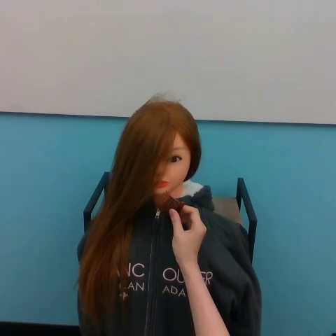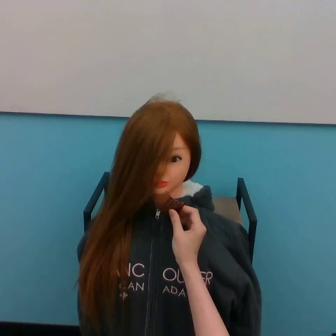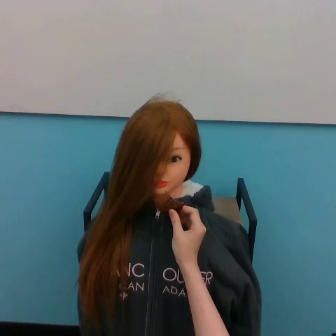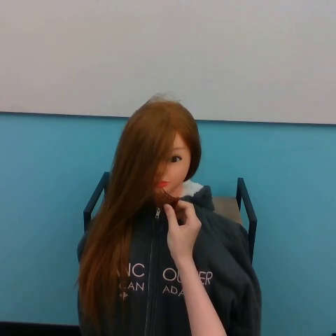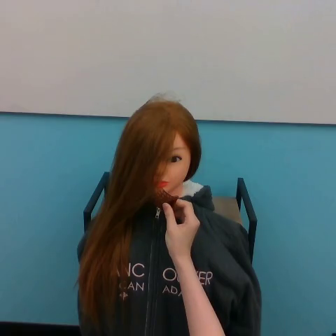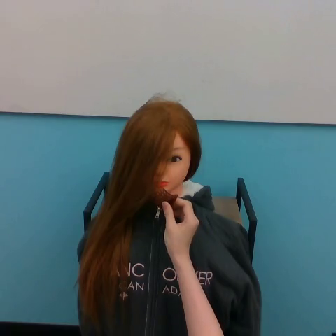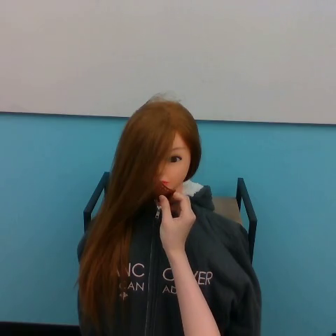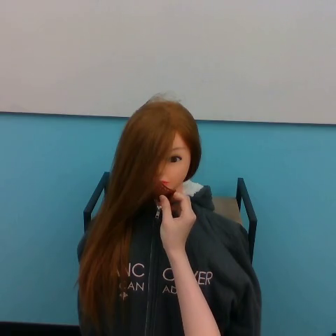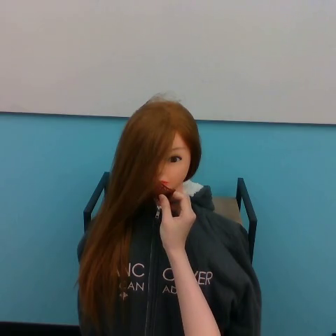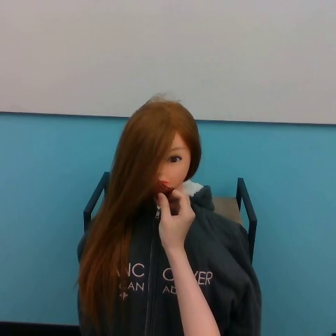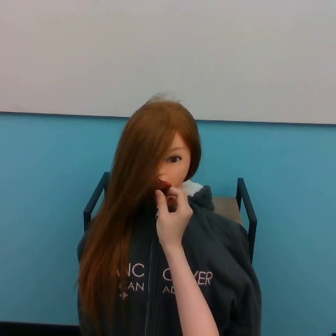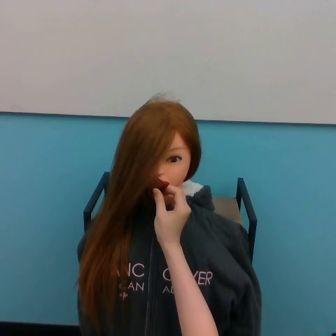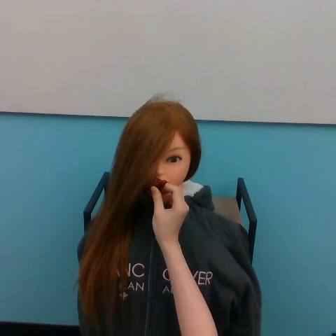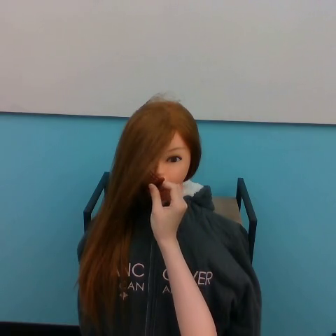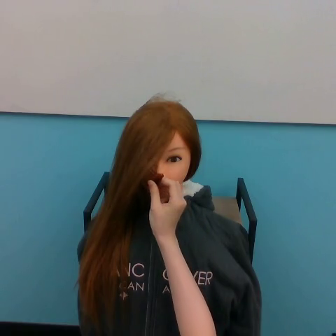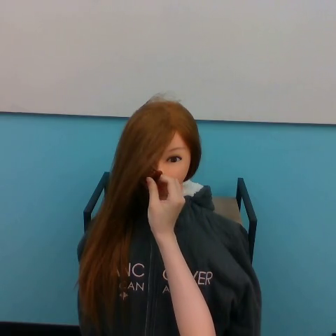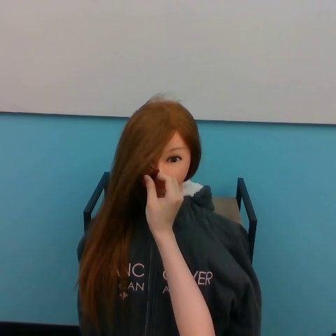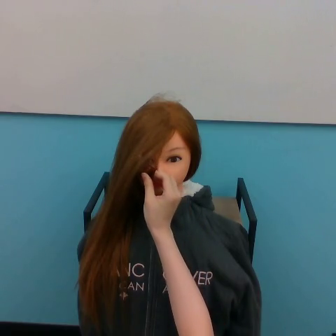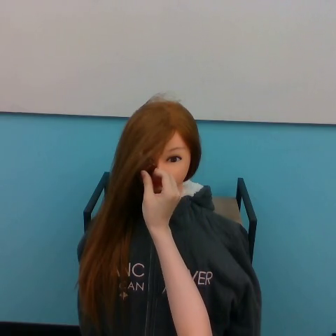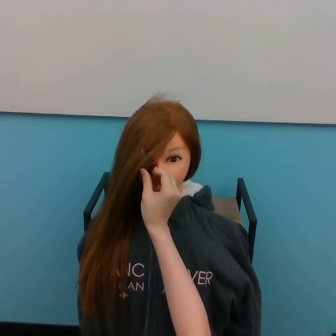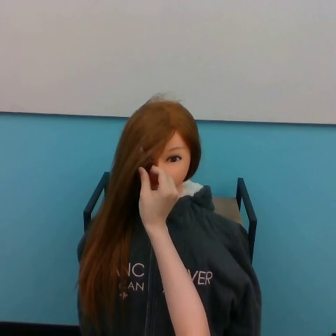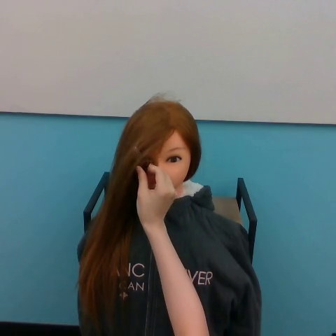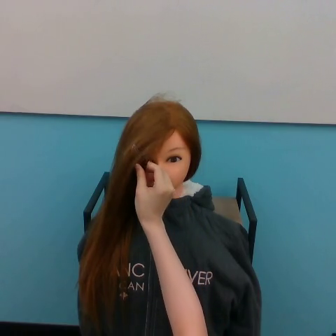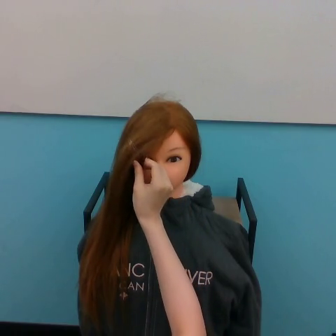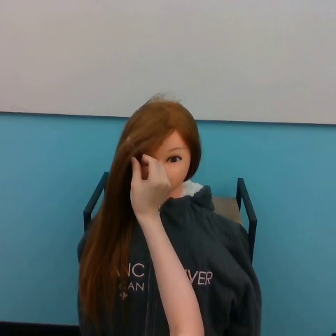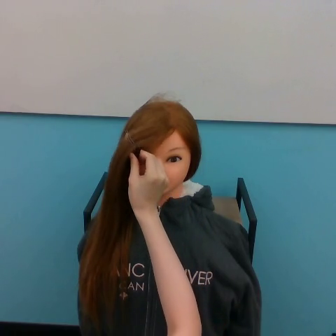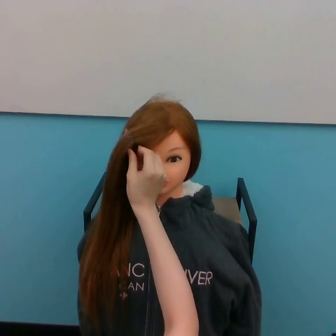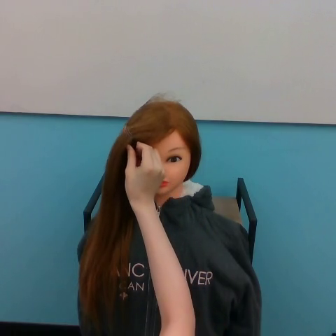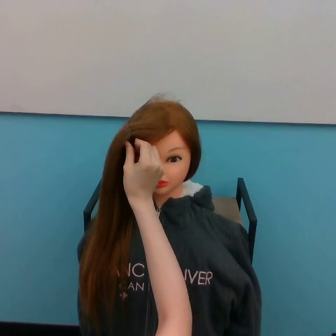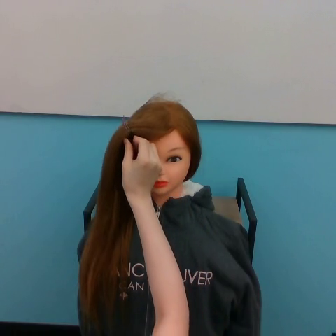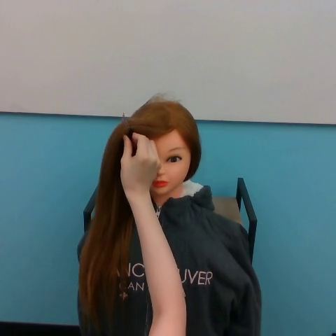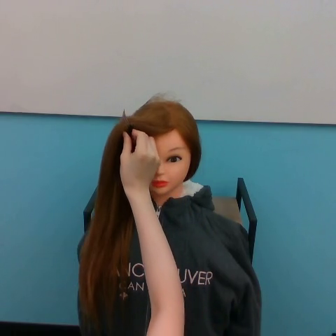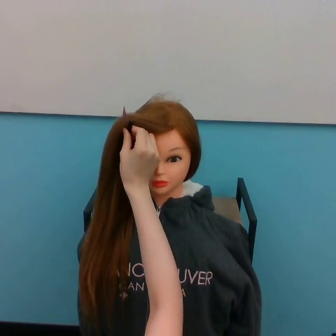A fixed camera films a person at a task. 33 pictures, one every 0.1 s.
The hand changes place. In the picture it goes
upward.
0.0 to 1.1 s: The hand goes upward and to the left.
1.1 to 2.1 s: The hand goes upward.
2.1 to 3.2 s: The hand goes upward and to the left.
Task: tidy front hair.
